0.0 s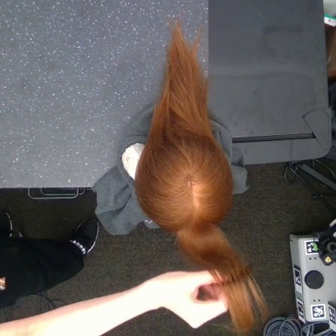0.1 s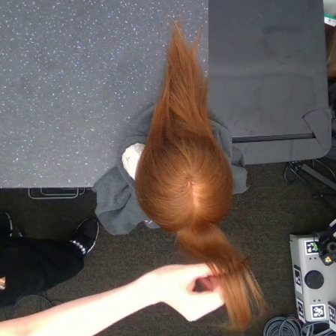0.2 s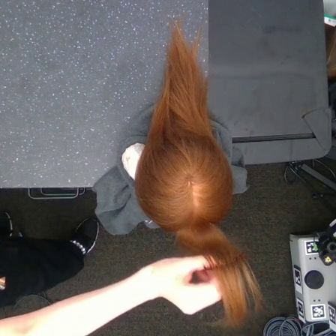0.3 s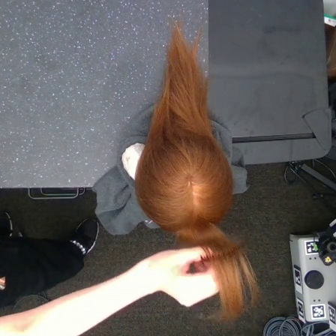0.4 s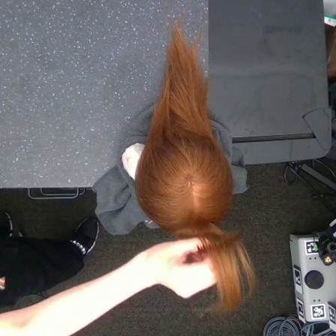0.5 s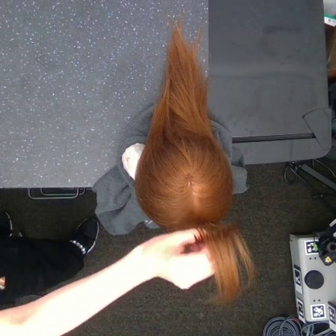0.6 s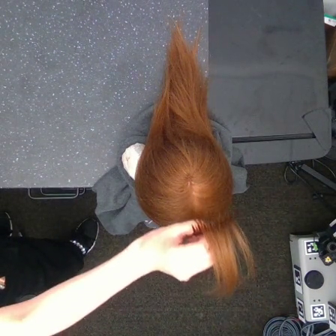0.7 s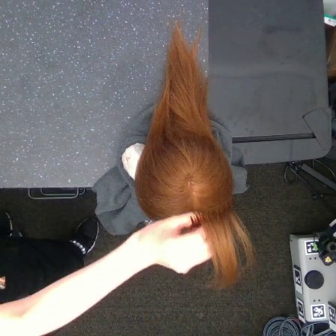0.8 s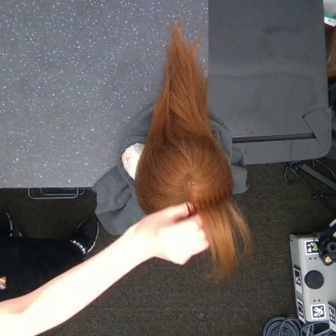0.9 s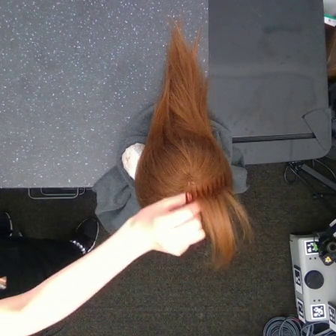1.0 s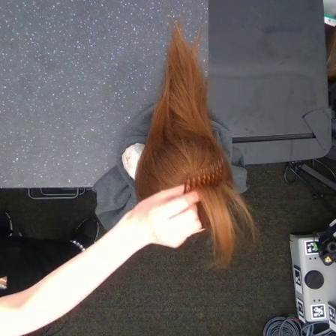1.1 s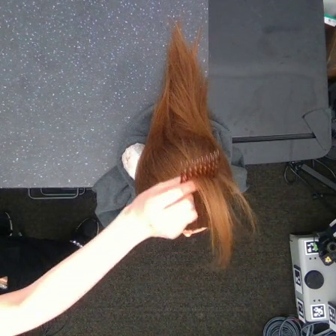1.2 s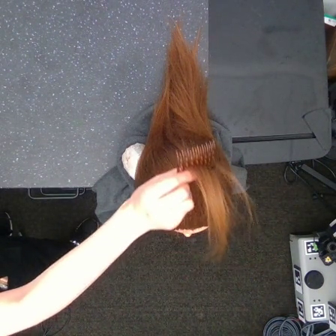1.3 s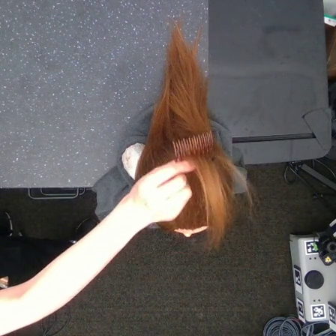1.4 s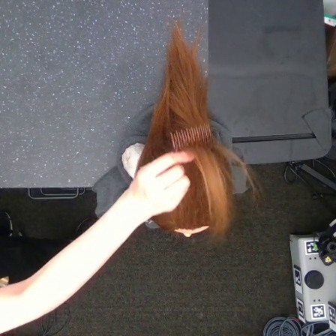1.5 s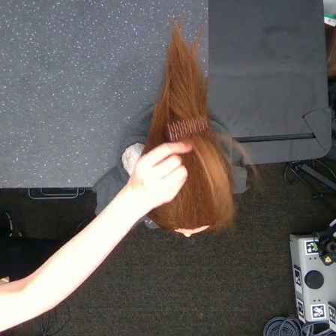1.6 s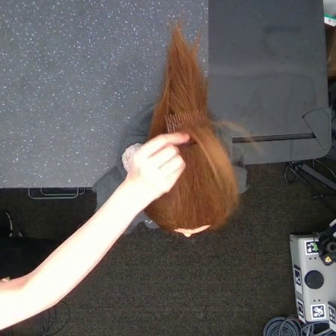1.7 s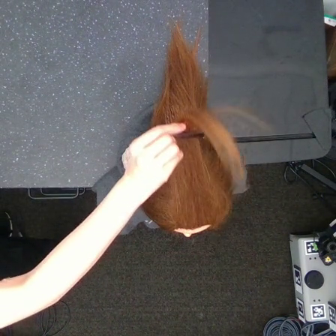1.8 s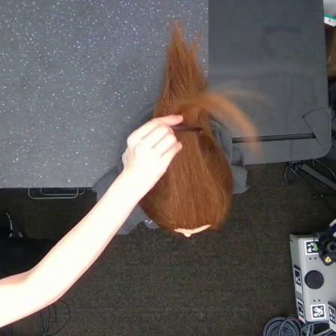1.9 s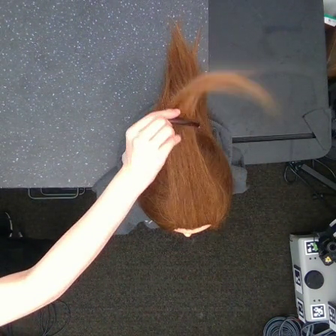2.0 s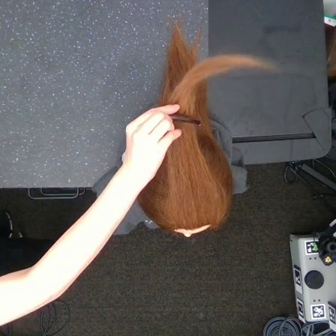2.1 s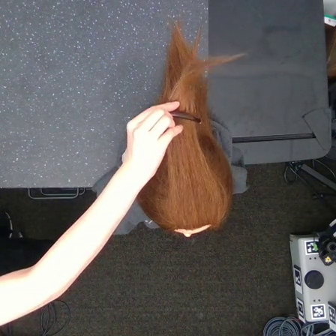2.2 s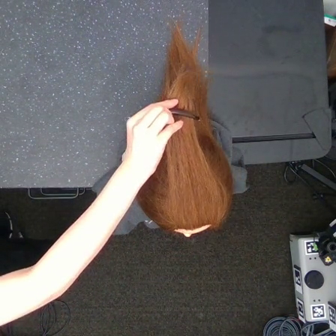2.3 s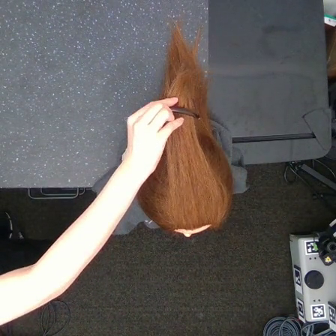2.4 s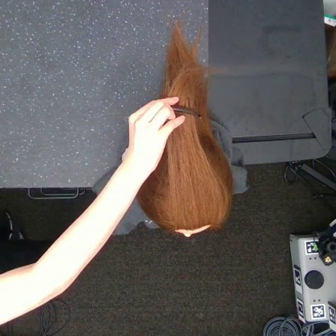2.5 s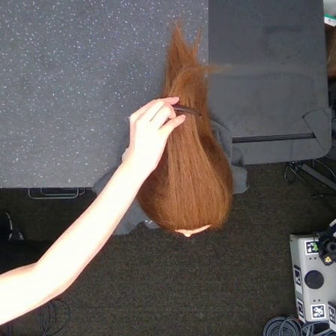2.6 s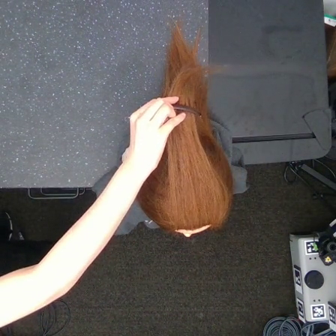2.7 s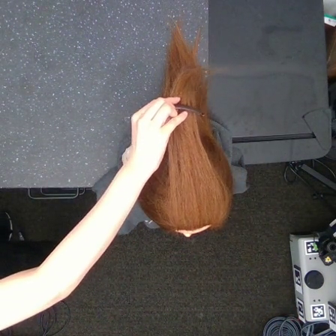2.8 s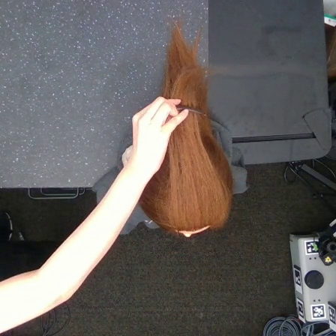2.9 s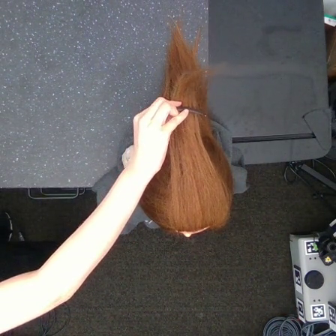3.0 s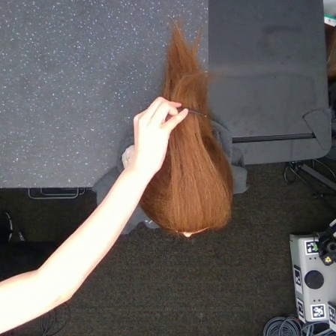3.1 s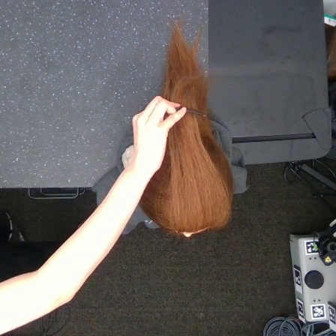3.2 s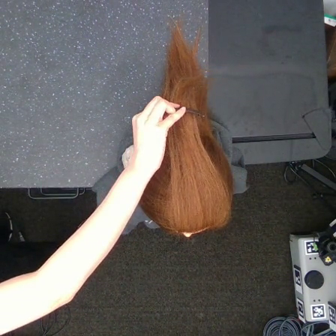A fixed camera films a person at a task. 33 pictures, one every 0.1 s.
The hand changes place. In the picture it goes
upward.
0.0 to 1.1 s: The hand goes upward.
1.1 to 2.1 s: The hand goes upward.
2.1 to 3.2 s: The hand moves only a little.
Task: tidy front hair.
